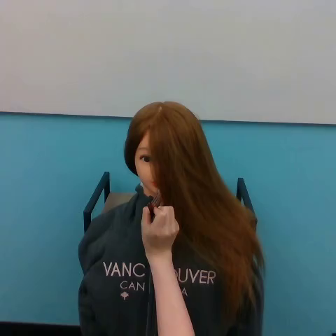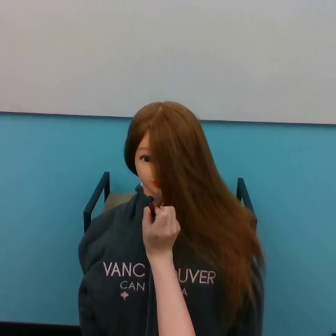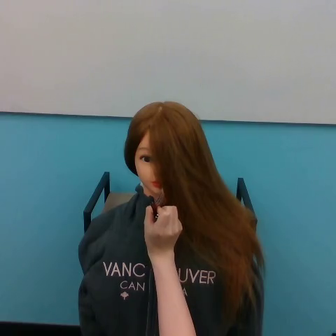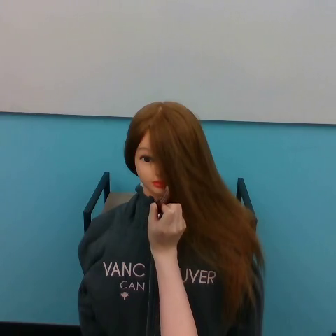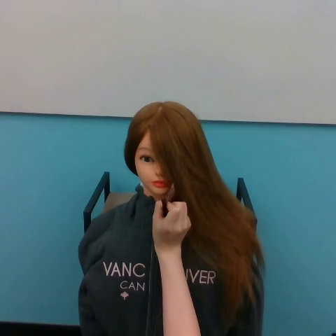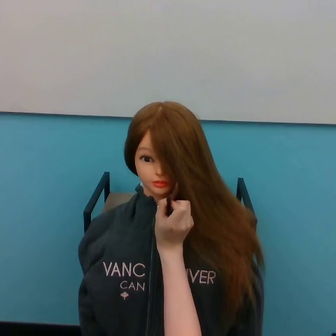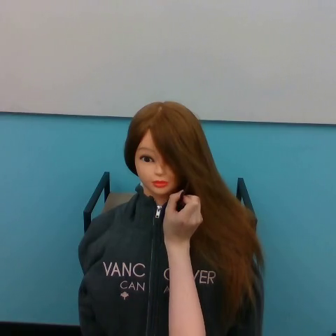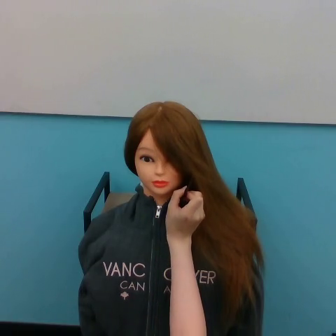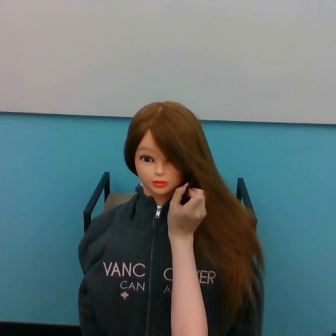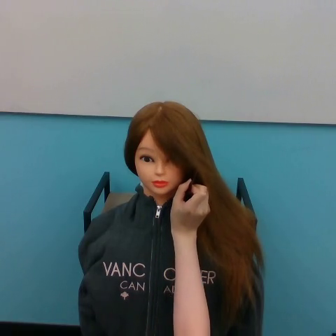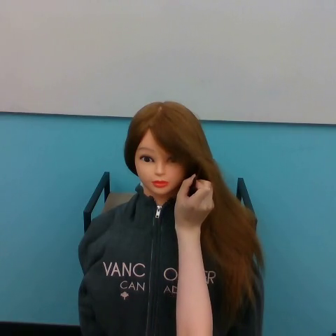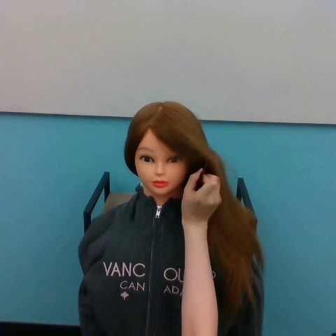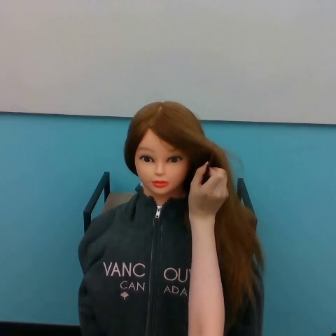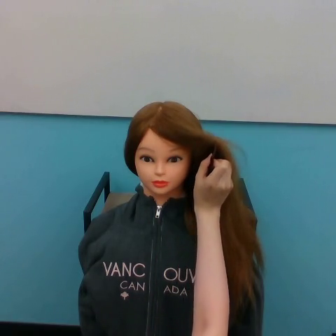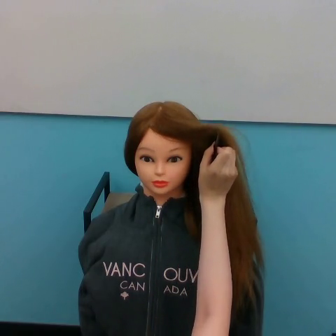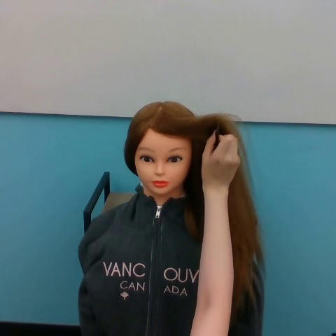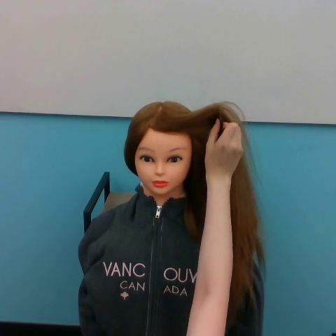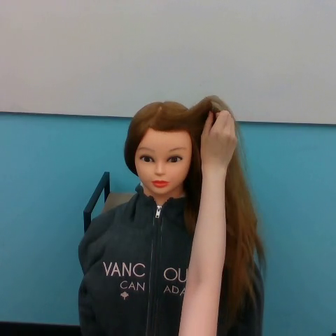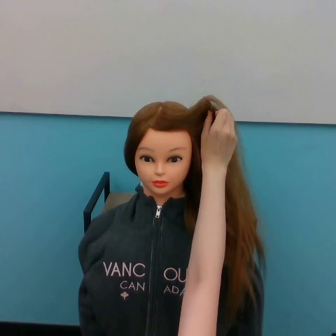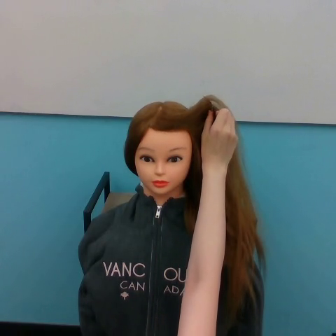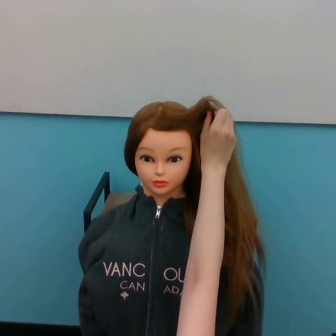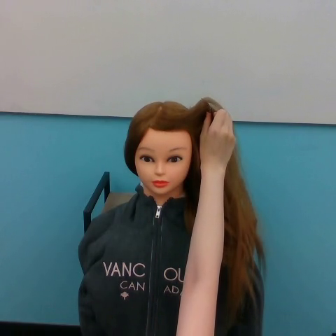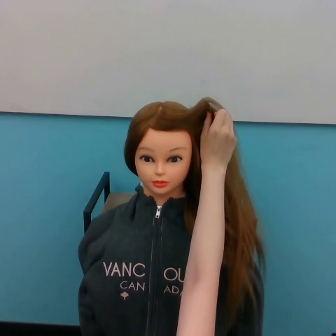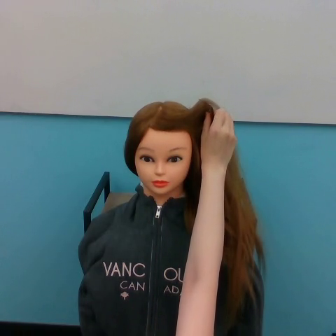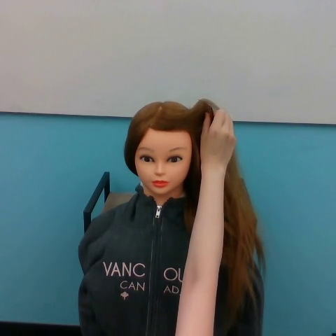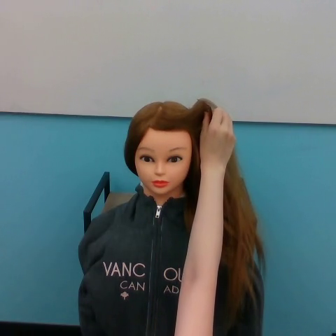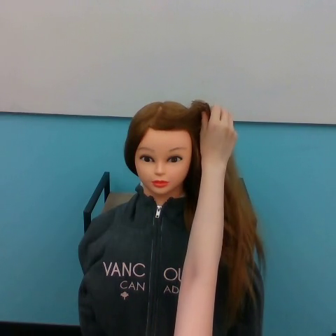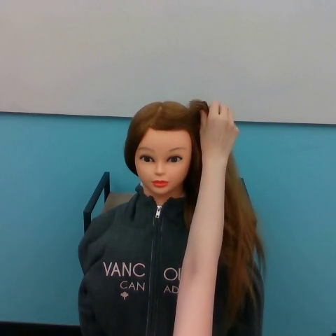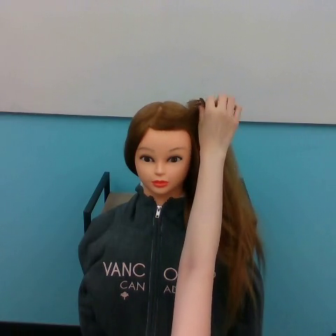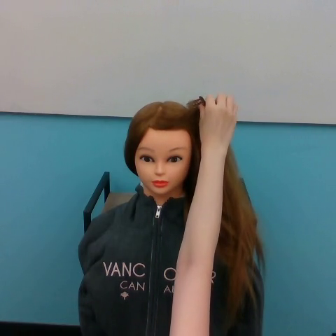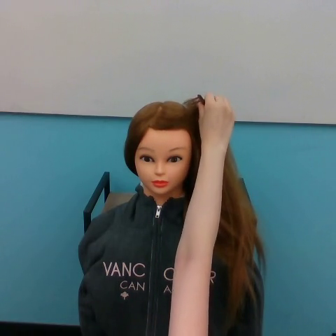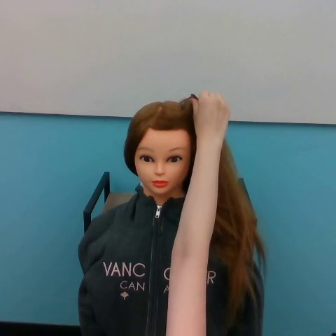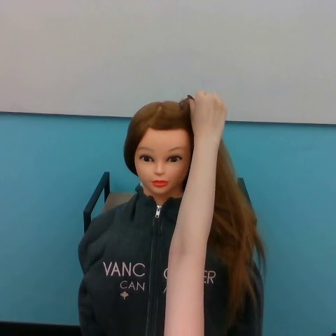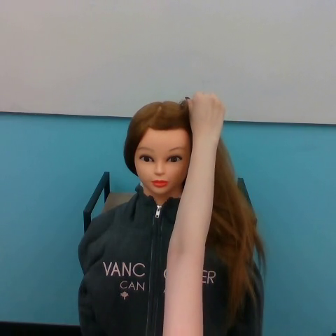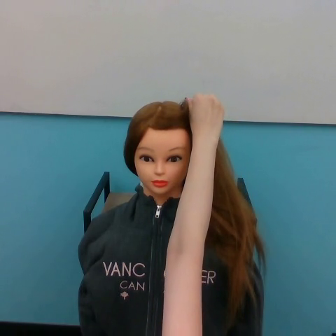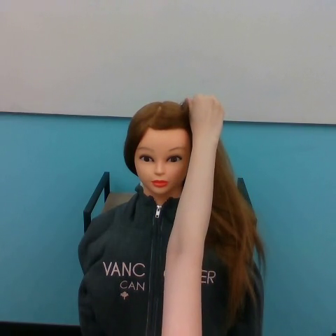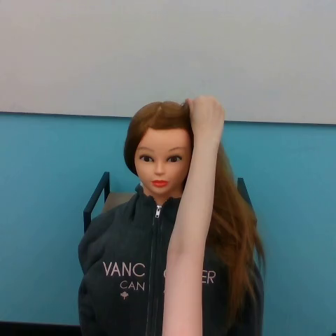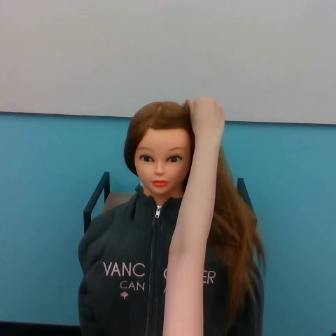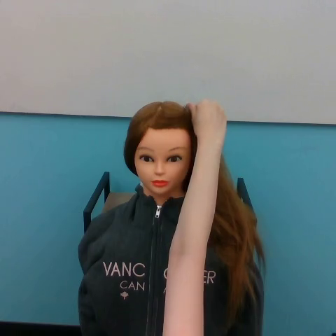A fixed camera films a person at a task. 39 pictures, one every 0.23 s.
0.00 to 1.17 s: The hand goes to the right.
1.17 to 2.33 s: The hand goes to the right and upward.
2.33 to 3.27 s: The hand goes upward and to the right.
3.27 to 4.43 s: The hand goes upward.
4.43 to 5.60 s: The hand stays where it is.
5.60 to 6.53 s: The hand goes upward.
6.53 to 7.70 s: The hand goes to the left.
7.70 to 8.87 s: The hand moves only a little.
In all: It circles counterclockwise, turning through about 270 degrees.
Task: tidy front hair.
Motion: move upward and to the right.
